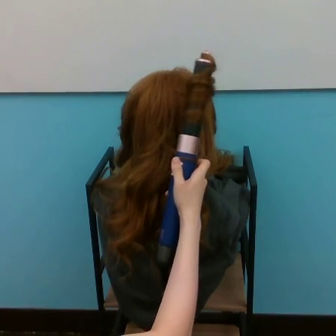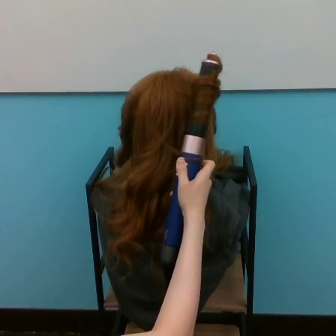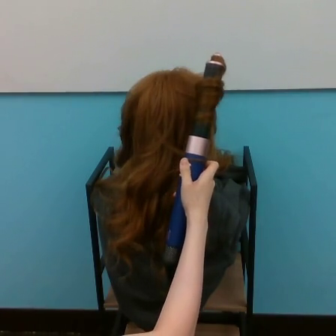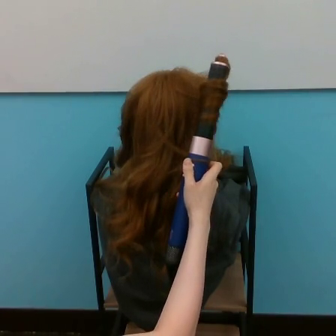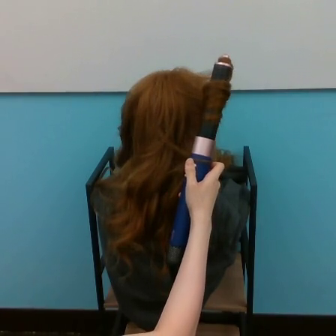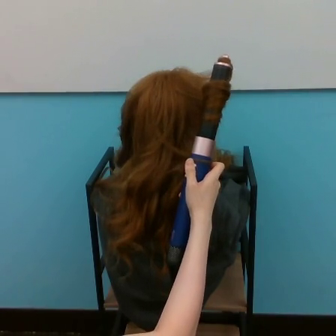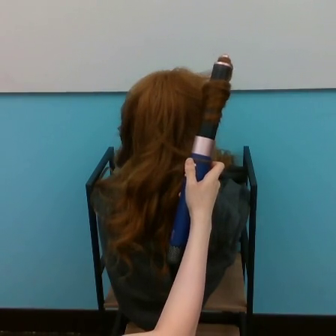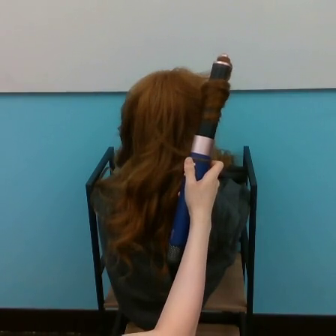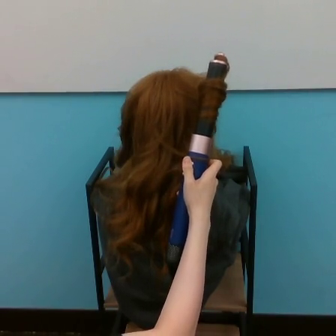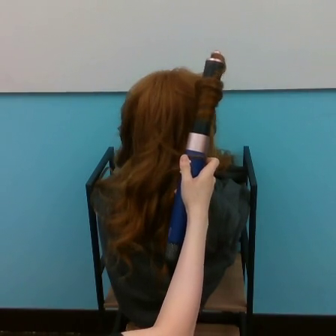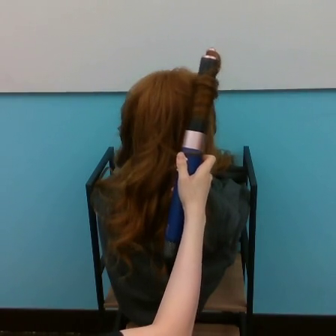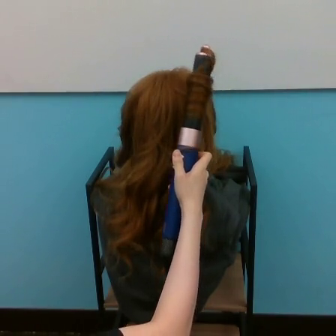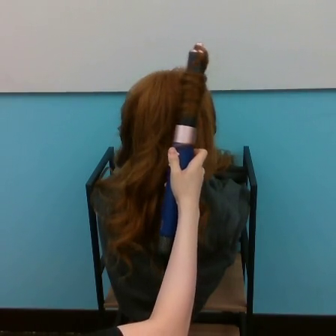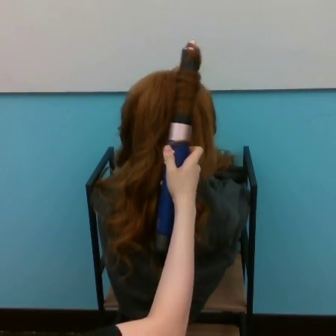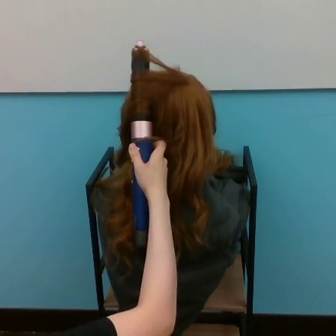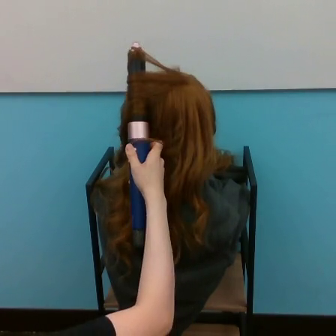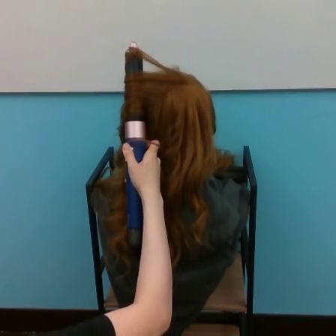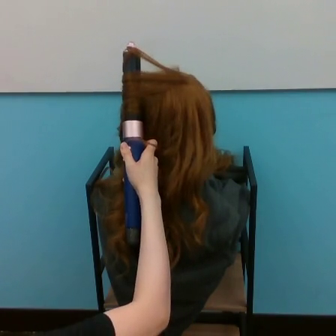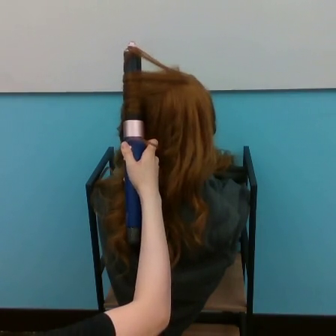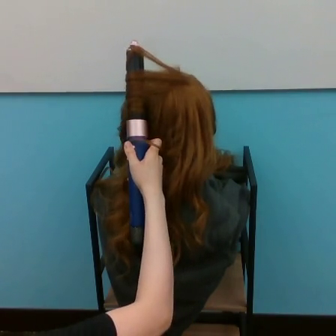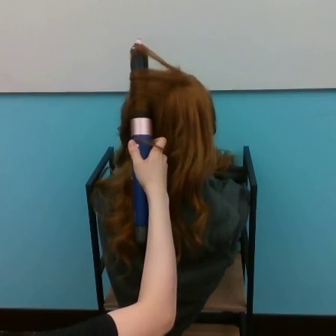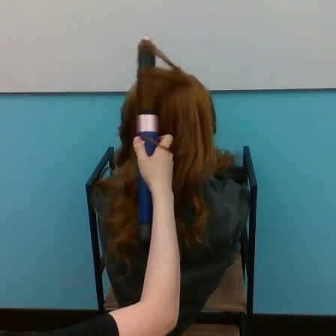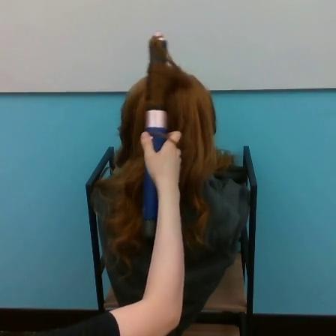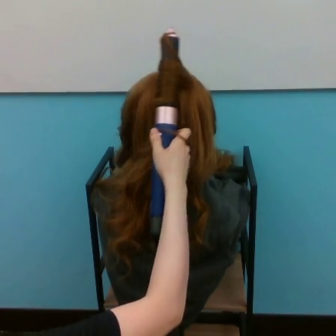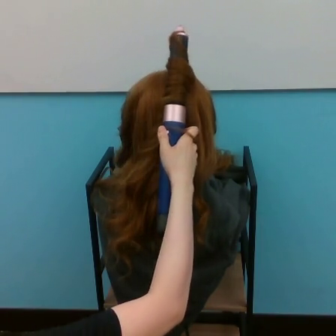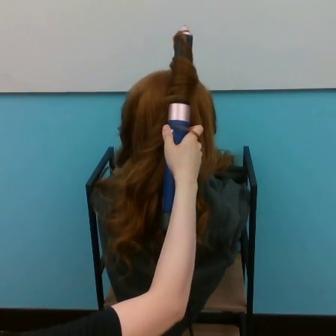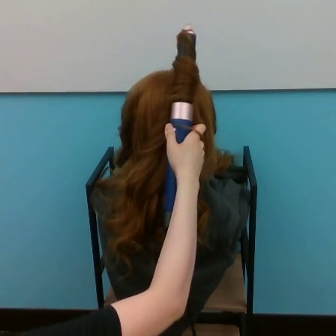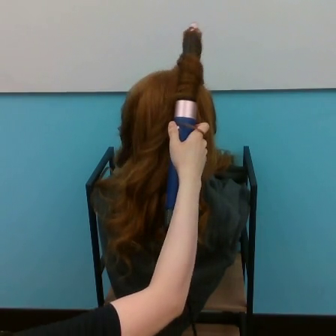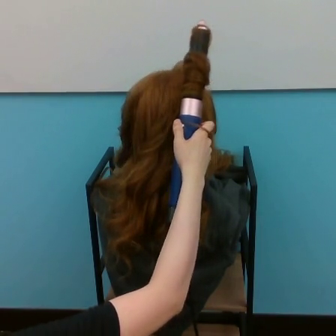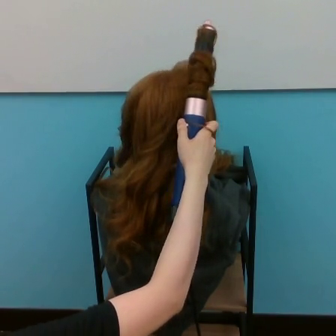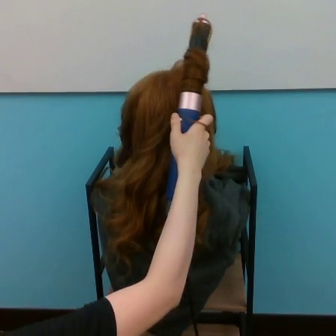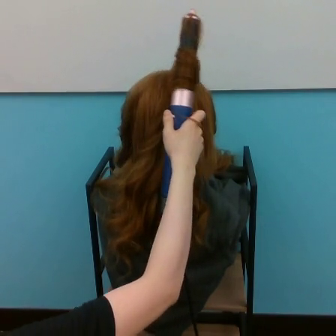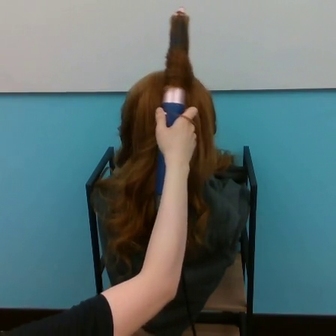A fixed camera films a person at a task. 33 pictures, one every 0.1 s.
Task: curl hair.
0.0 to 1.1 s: The hand moves only a little.
1.1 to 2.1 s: The hand goes to the left, then to the right.
2.1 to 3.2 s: The hand goes to the right, then to the left, on a counterclockwise arc.
